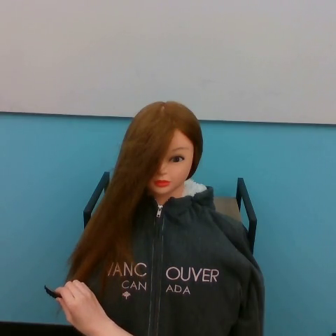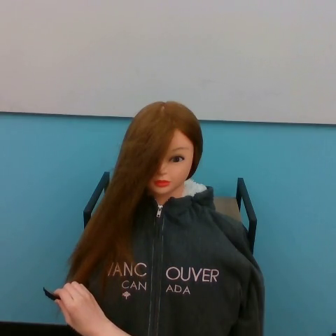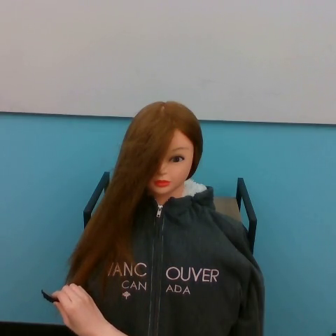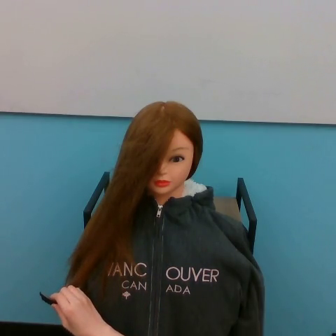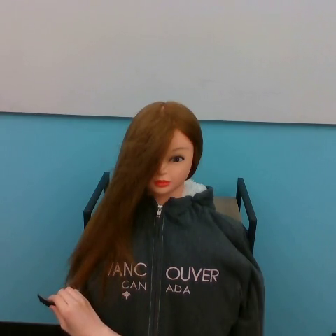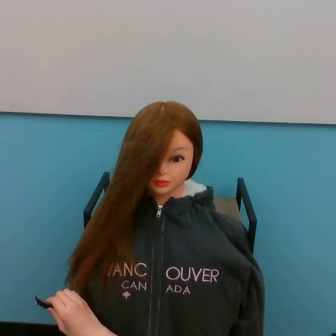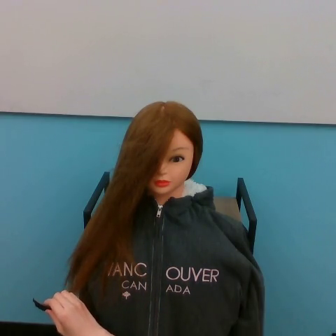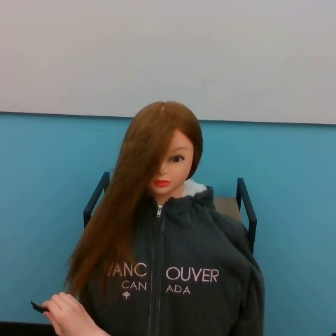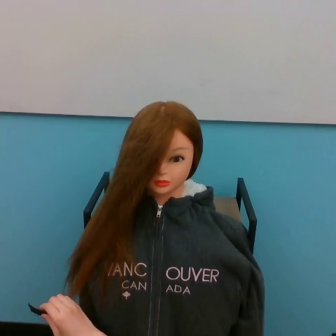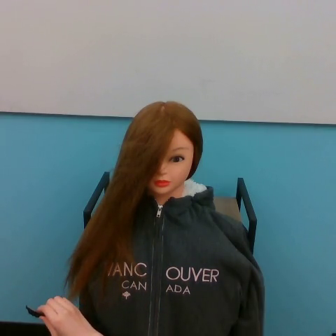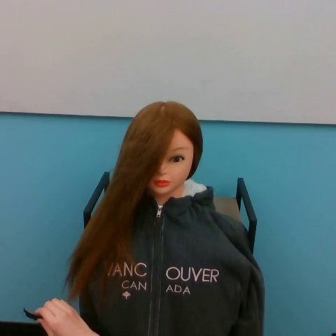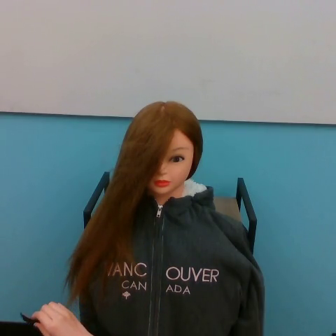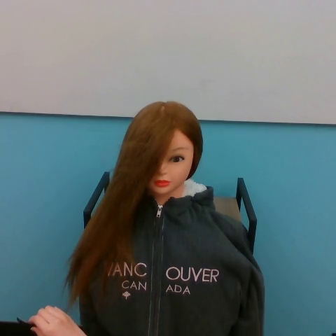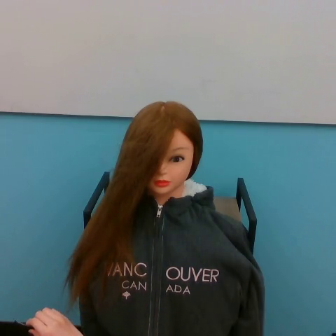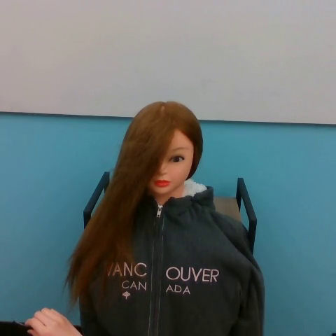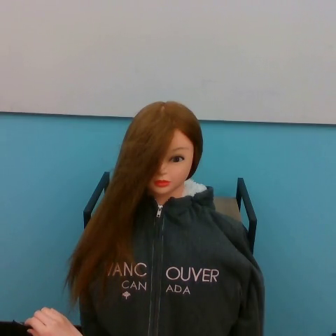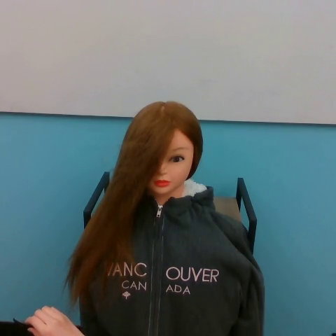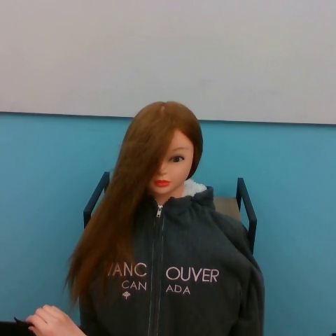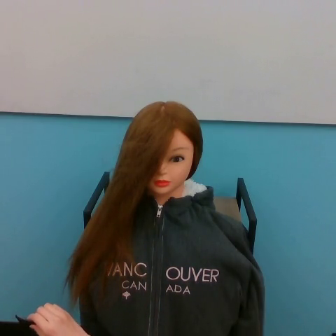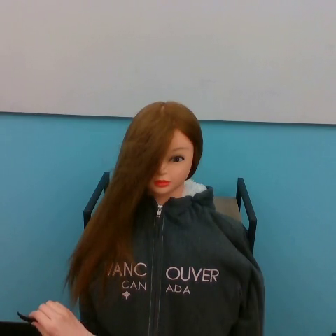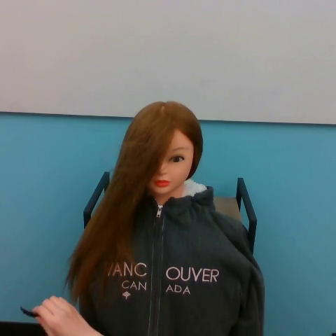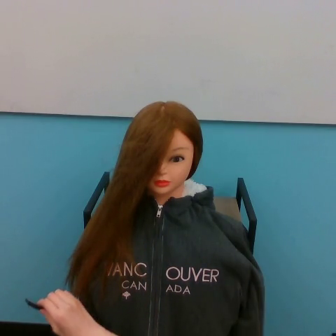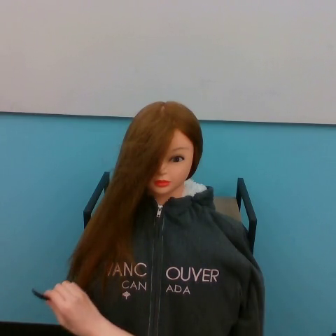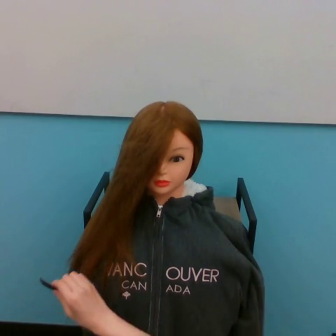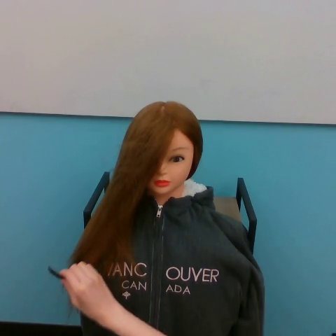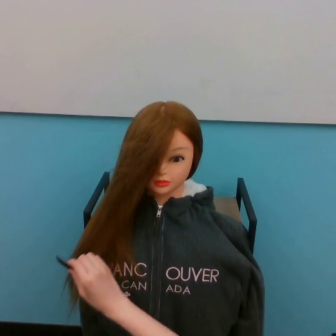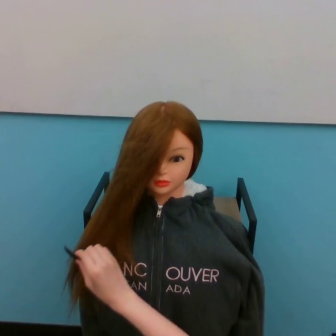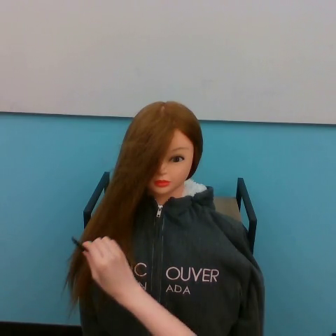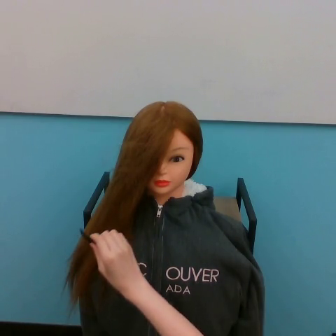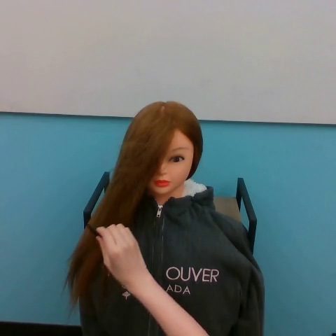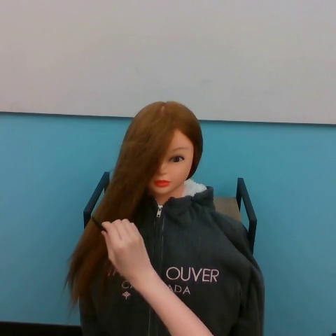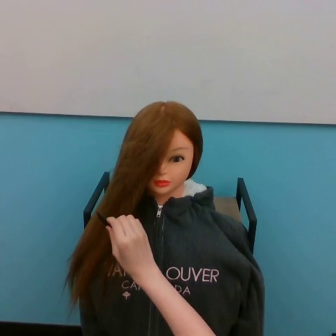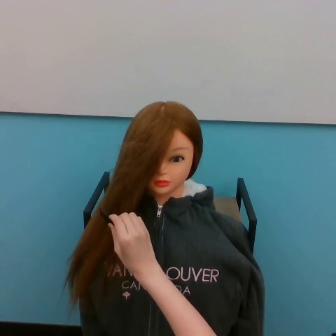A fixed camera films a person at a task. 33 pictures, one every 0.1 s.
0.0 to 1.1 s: The hand goes to the left and downward.
1.1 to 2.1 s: The hand moves only a little.
2.1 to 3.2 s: The hand goes upward and to the right.
Task: brush hair.
